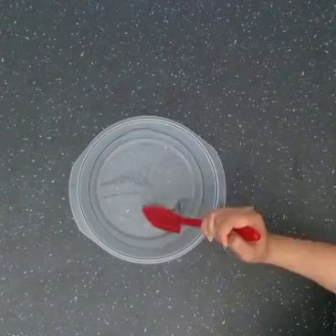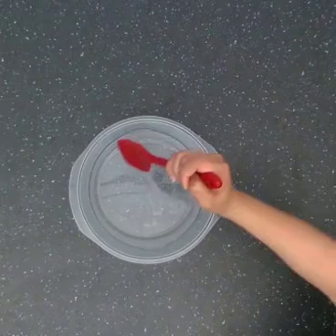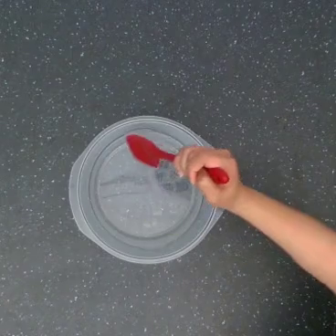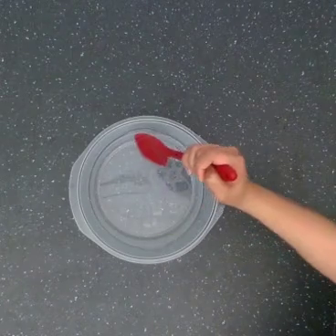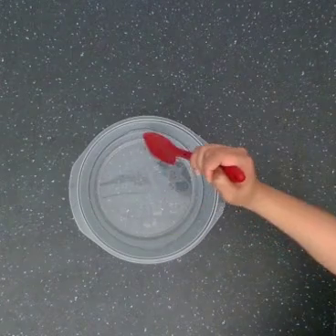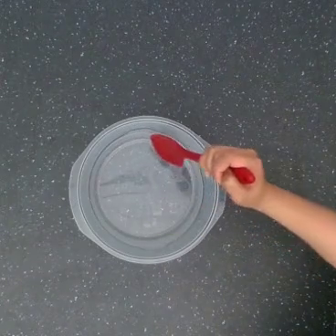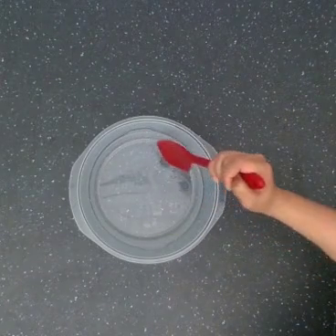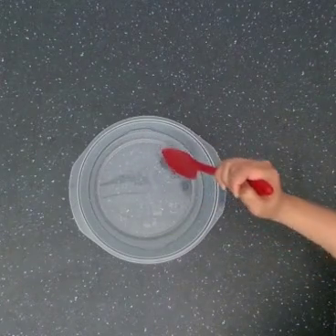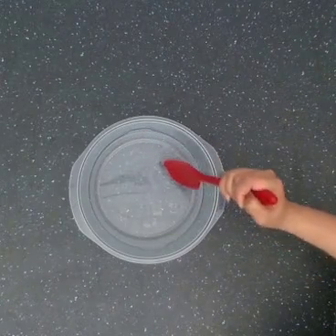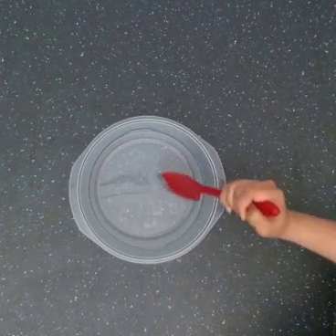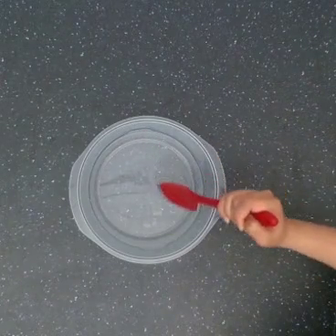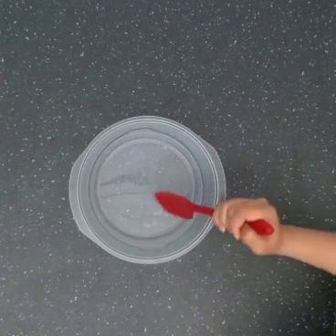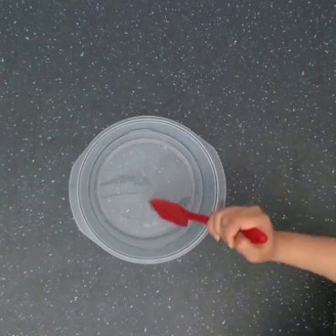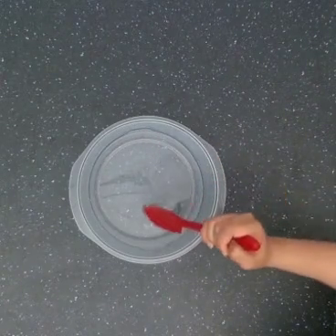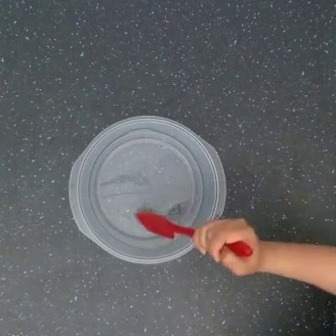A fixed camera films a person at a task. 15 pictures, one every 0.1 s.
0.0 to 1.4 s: The hand goes upward, then downward.
Task: stir.
Motion: make a circular motion.
